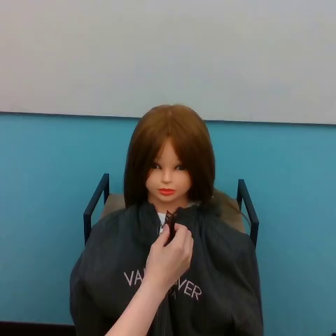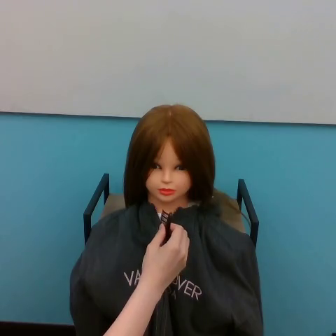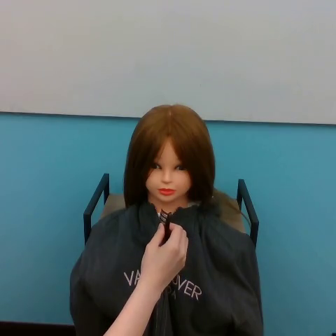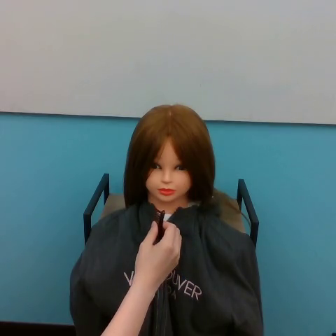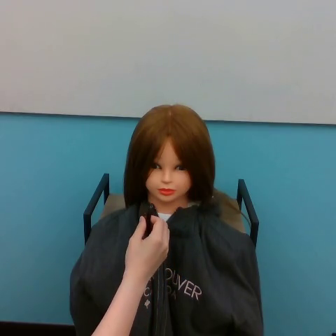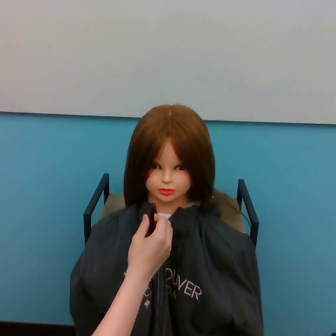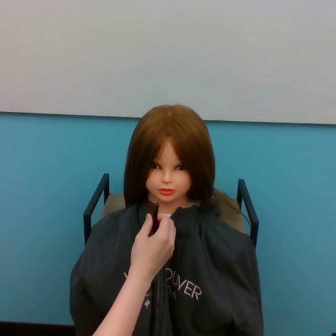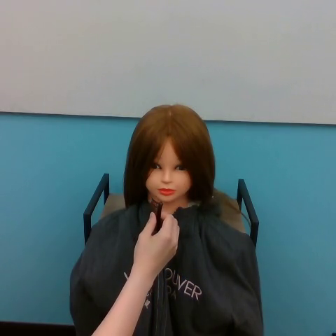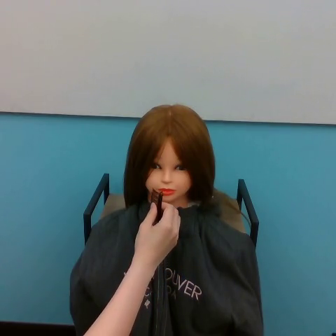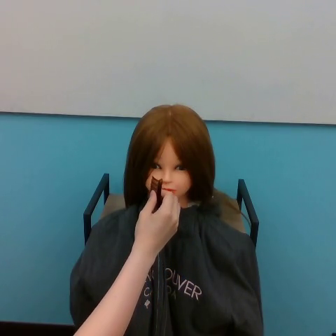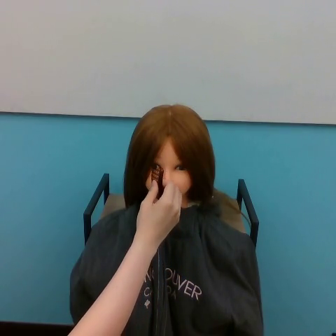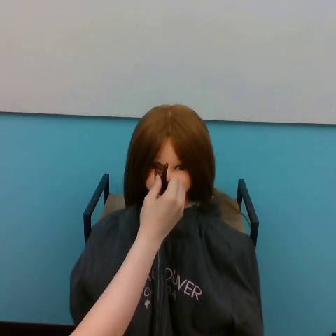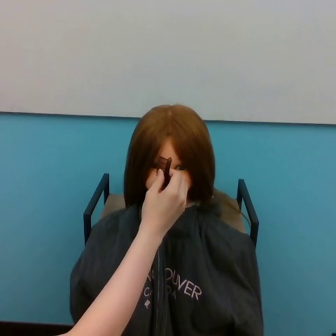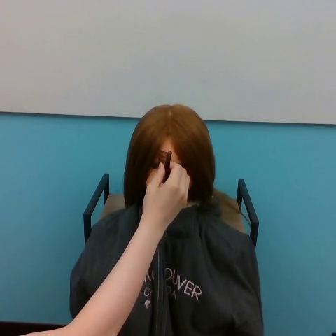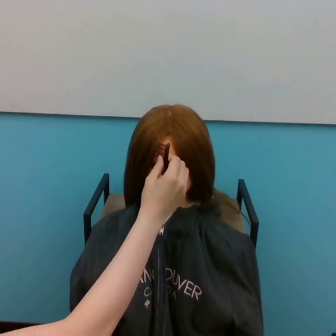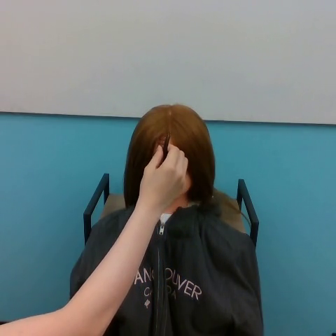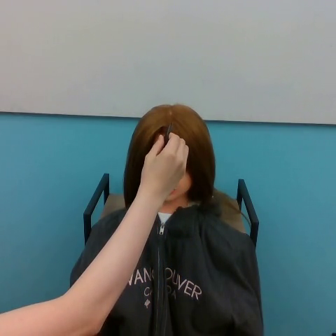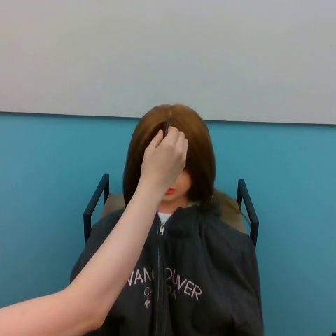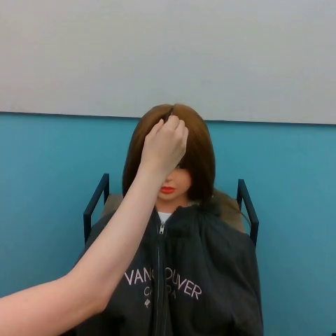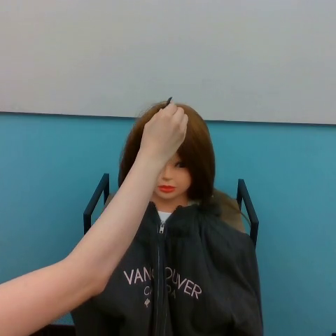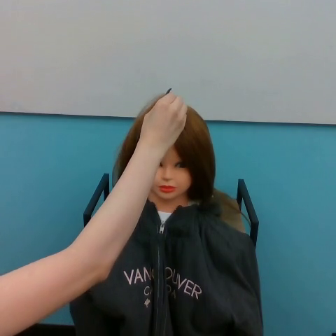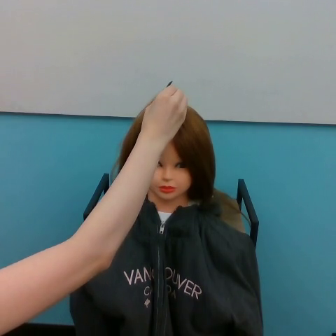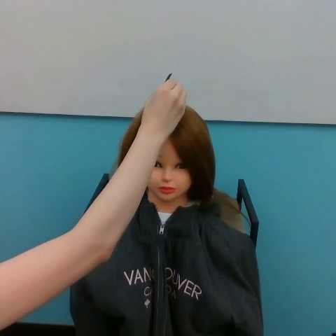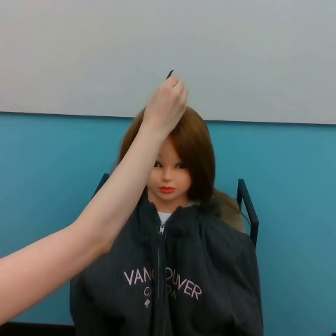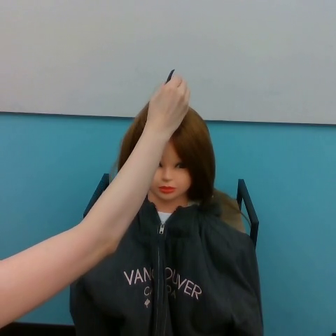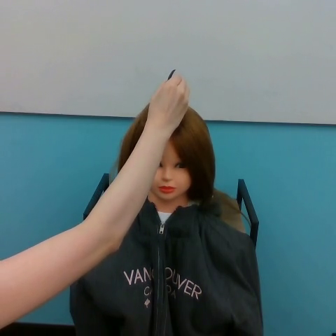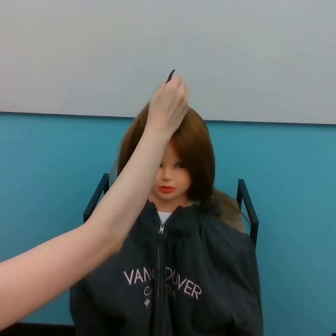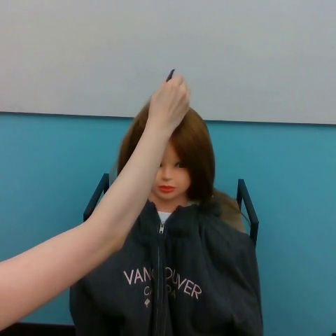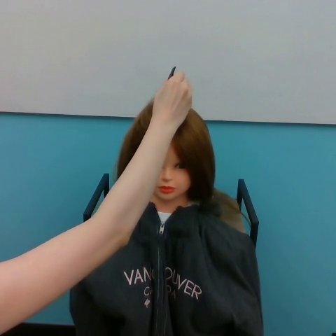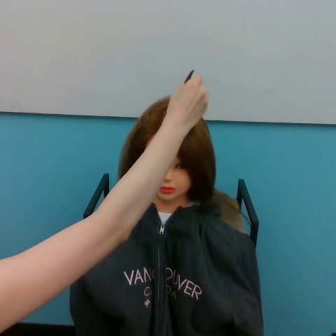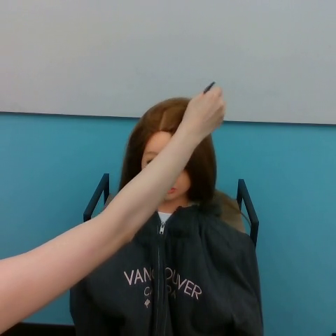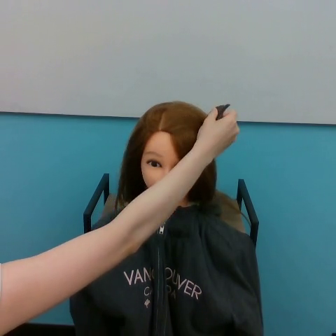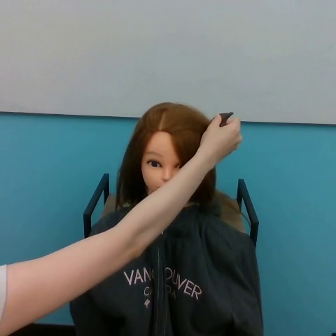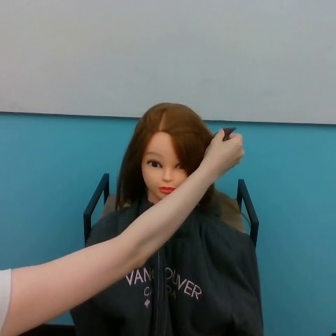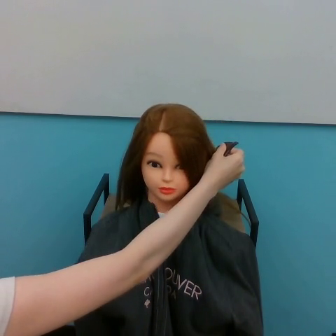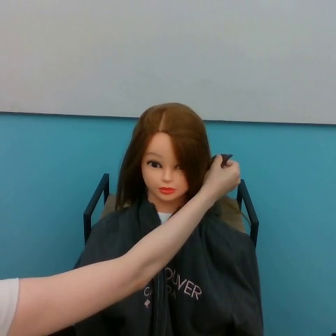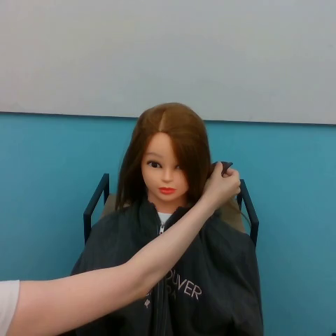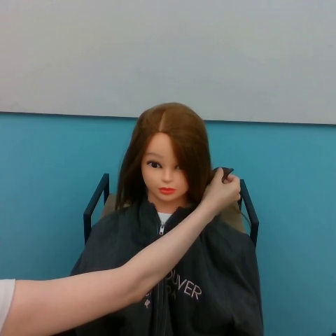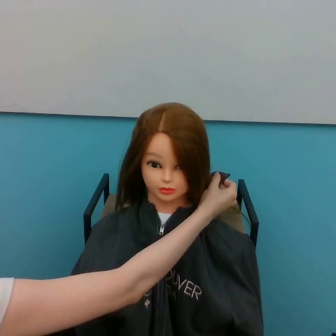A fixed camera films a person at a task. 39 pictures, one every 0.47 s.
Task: part hair.
Motion: move to the left shortly, move upward, then move downward and to the right following a concave curve.
0.00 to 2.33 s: The hand goes to the left, on a clockwise arc.
2.33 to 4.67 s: The hand goes upward.
4.67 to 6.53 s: The hand goes upward.
6.53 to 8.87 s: The hand goes upward.
8.87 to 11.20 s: The hand goes upward.
11.20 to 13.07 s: The hand moves only a little.
13.07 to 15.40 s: The hand goes downward and to the right.
15.40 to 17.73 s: The hand goes downward.
